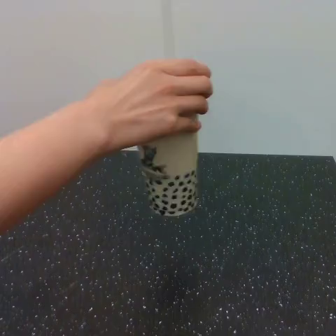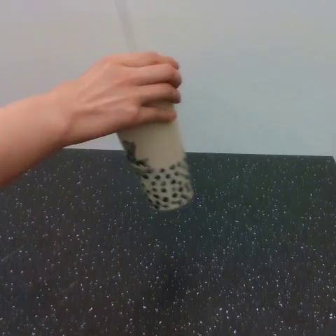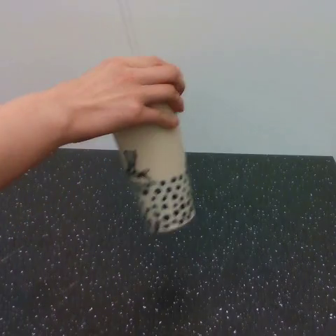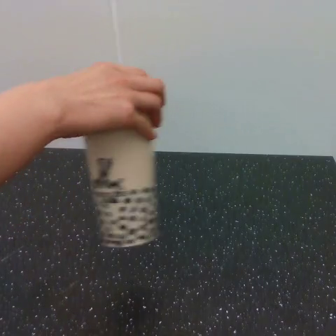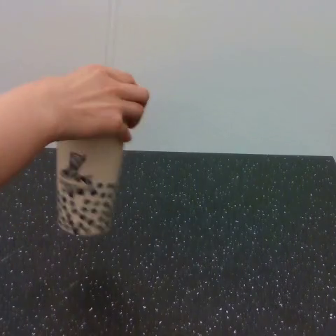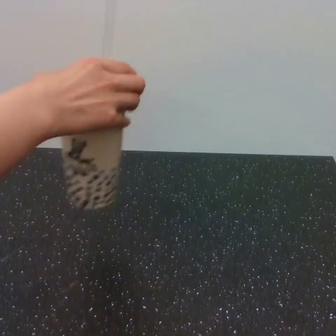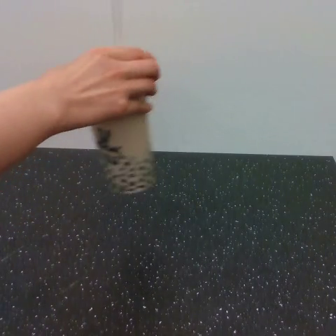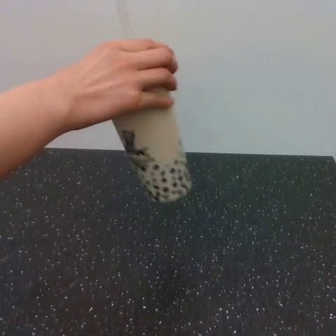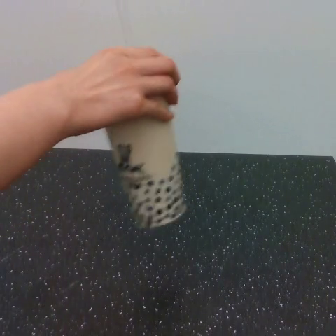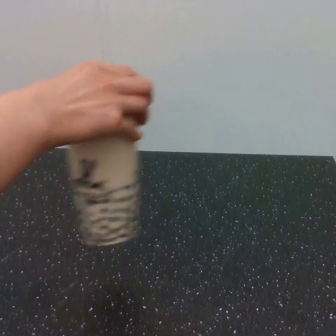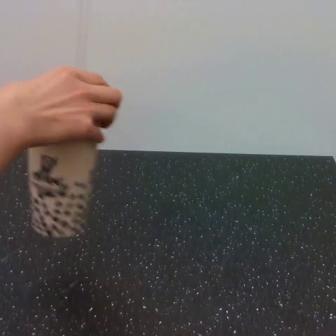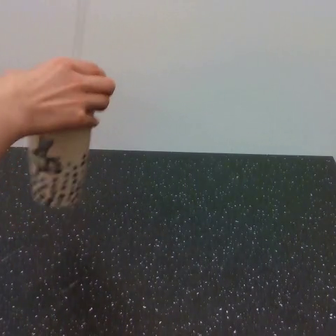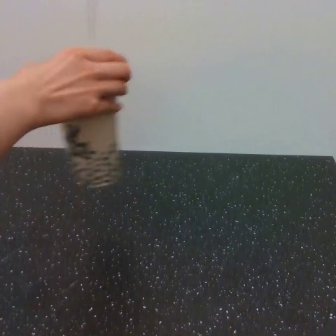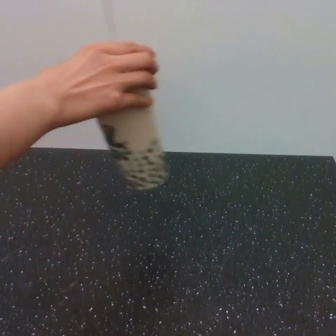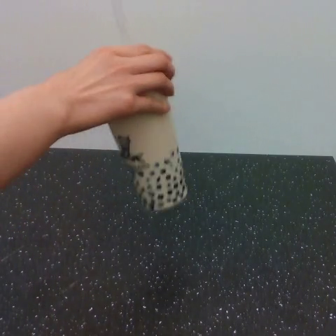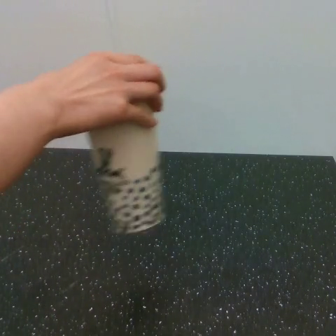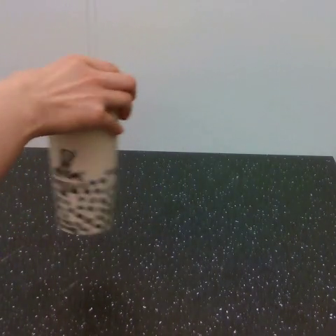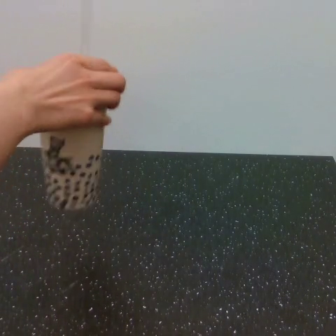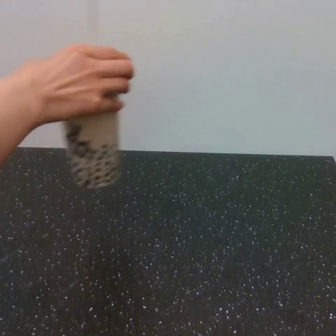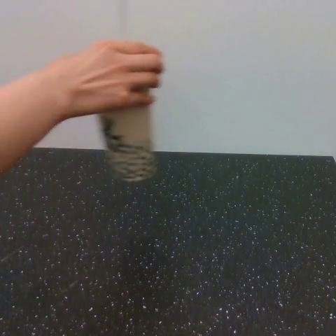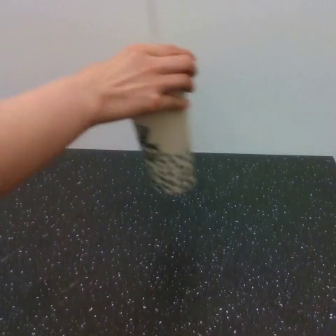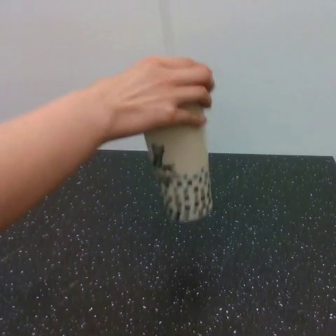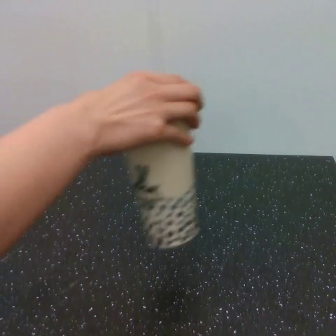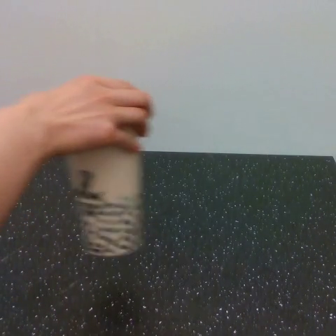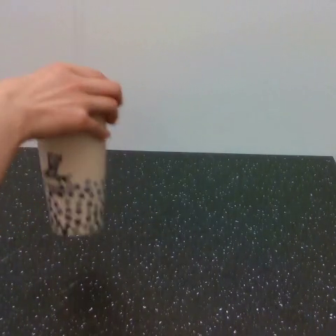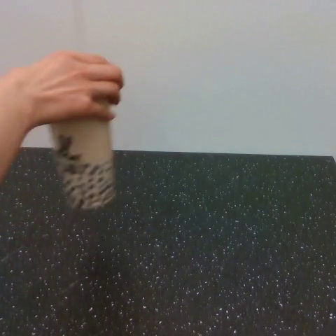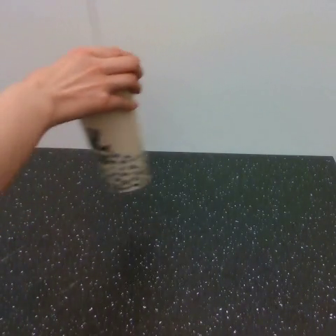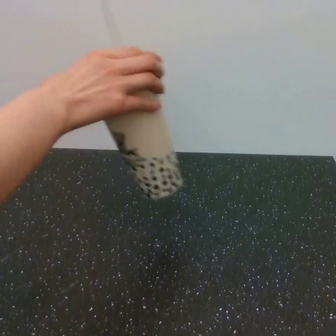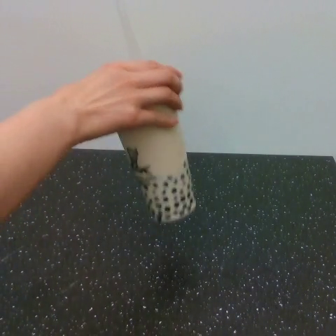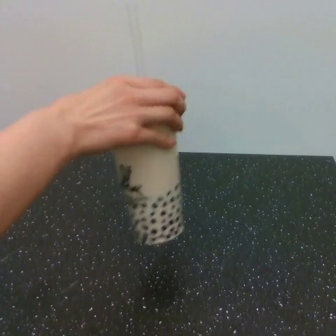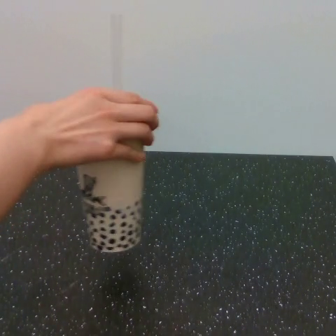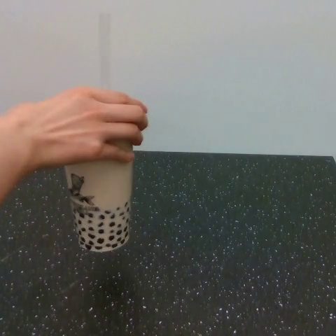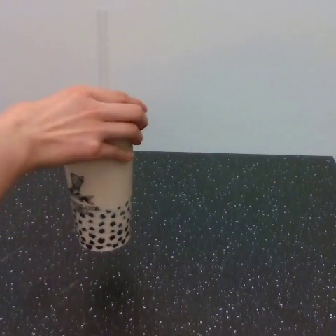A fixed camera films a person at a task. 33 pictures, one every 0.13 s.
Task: shake the boba.
Motion: make 5 circular motions clockwise.
0.00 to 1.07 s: The hand goes to the left, then to the right and upward.
1.07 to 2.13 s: The hand goes to the left, then to the right.
2.13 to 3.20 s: The hand goes to the right, then to the left, on a clockwise arc.
3.20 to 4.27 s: The hand goes to the right, then to the left, on a clockwise arc.
